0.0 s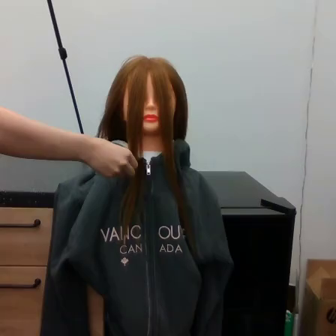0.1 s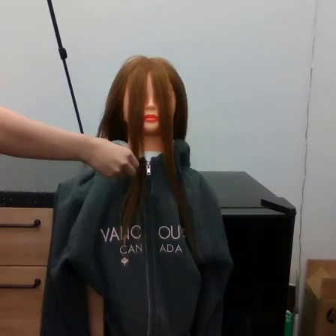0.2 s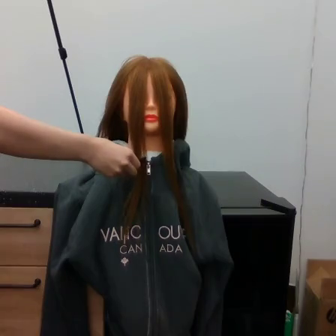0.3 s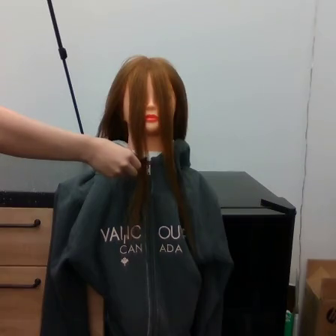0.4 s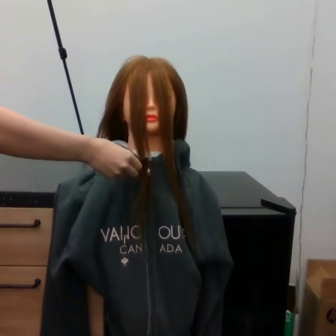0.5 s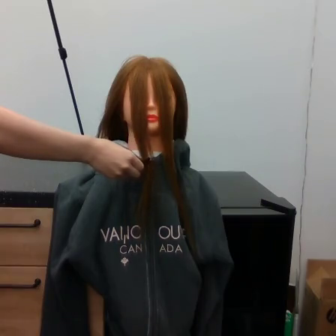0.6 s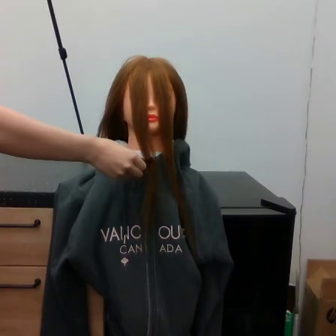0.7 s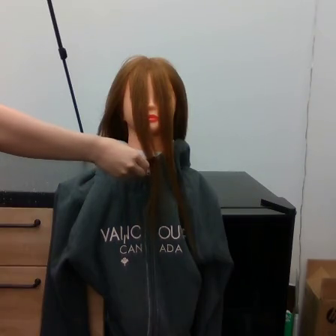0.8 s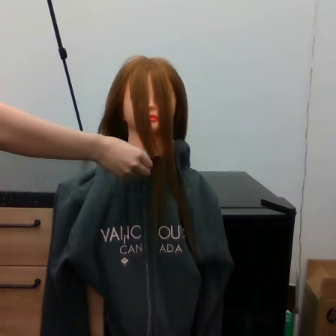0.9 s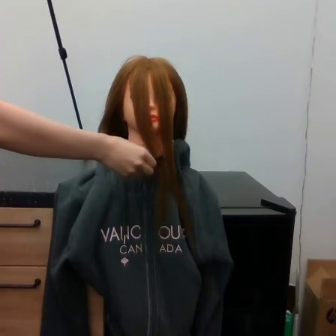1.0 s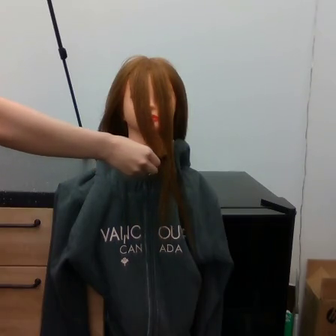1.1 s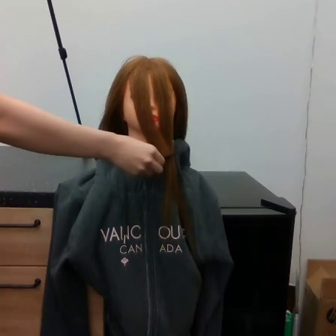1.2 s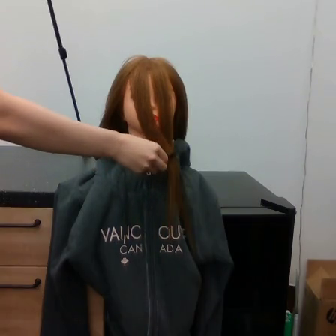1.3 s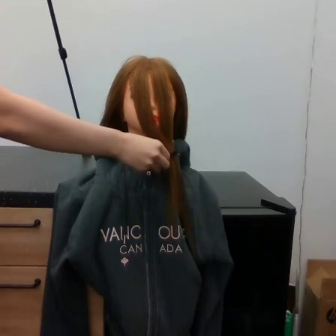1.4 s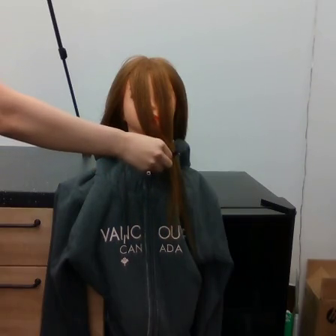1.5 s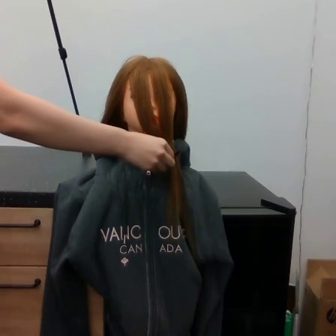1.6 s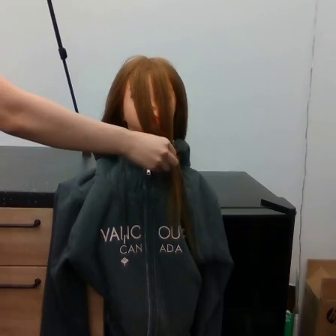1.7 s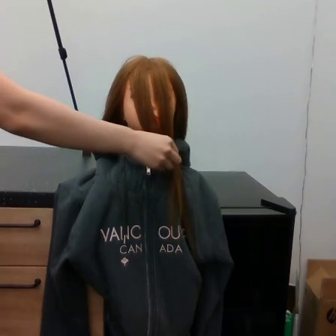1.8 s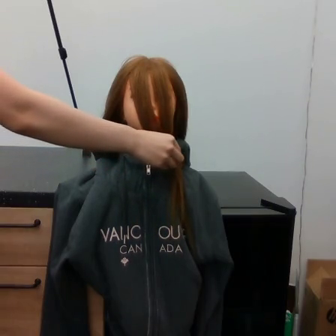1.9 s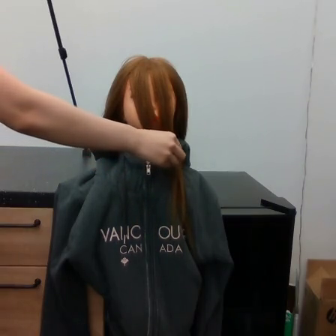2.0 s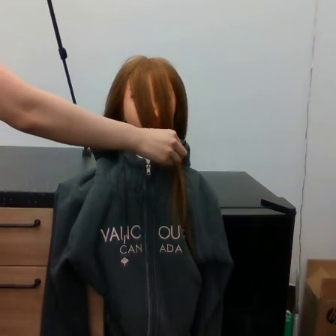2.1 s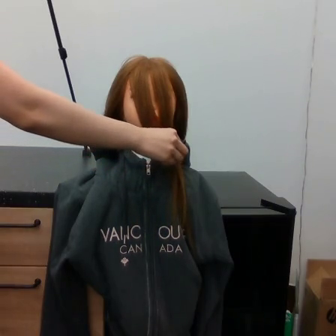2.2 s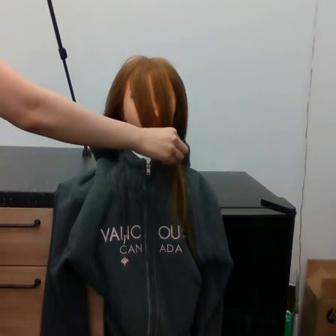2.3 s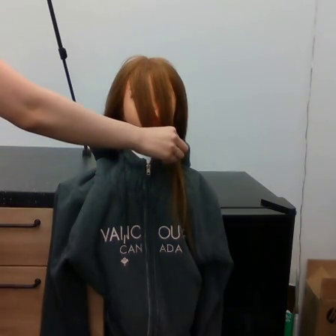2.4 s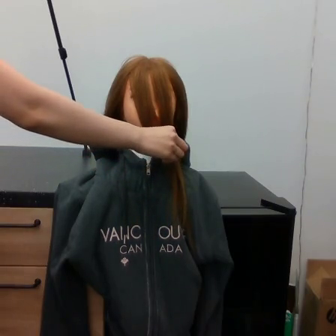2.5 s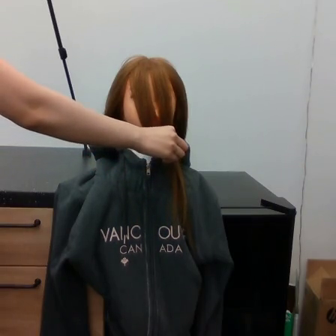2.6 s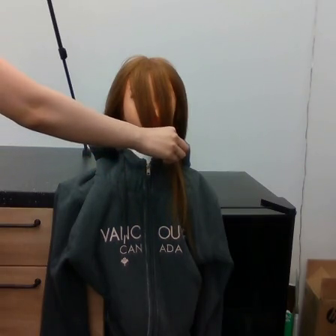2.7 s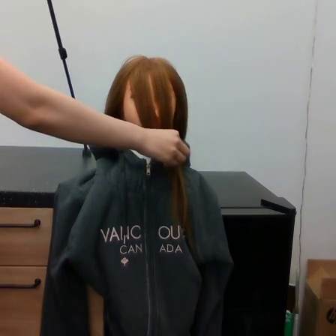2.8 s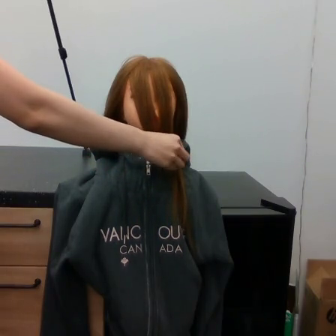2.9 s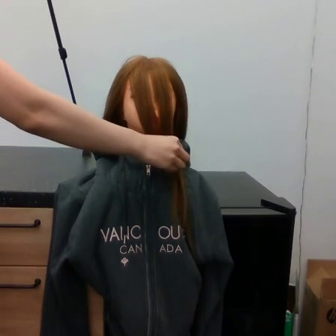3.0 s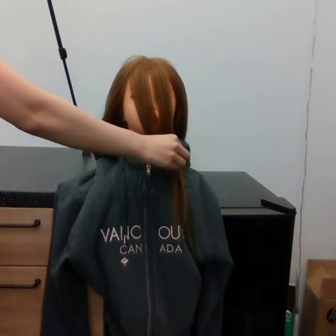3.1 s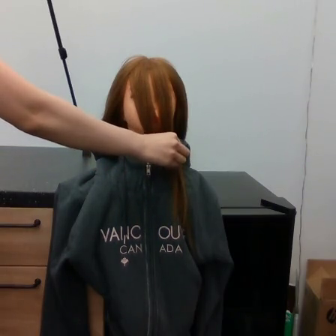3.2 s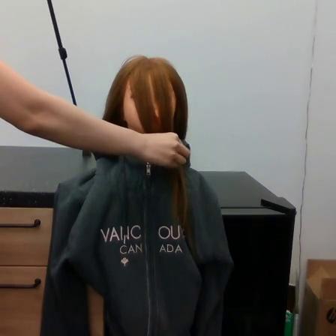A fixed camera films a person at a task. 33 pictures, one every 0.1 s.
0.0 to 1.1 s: The hand goes to the right.
1.1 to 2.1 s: The hand goes to the right.
2.1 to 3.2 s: The hand moves only a little.
Task: tidy front hair.
